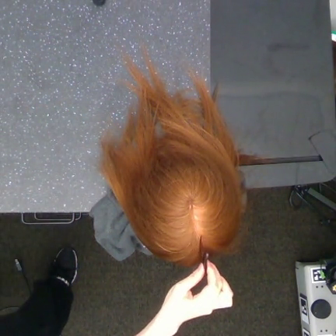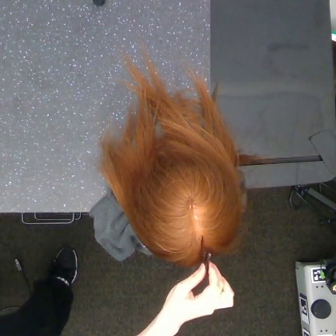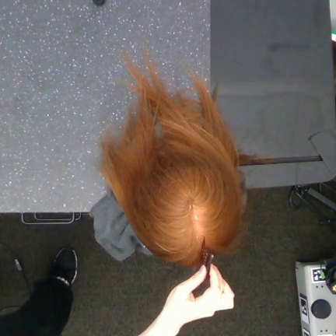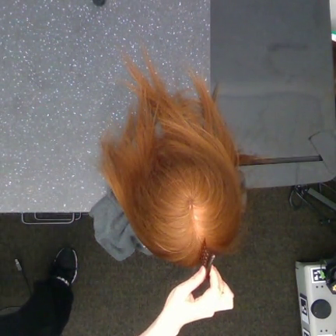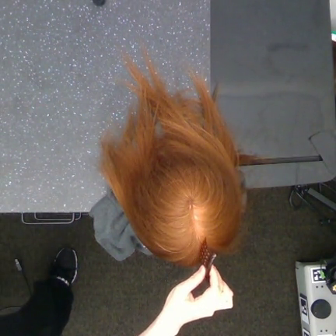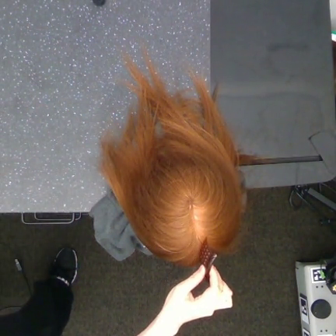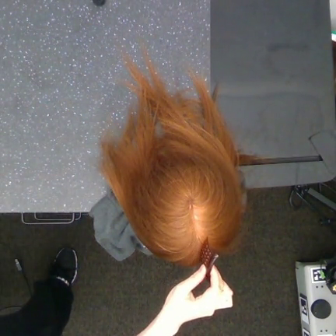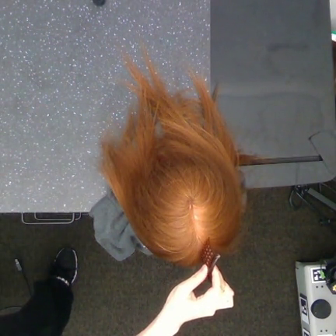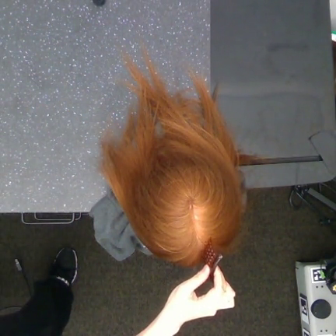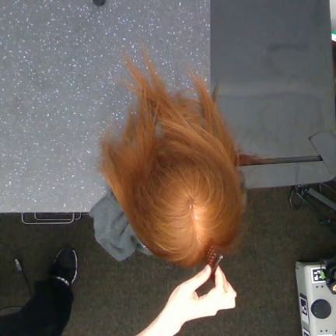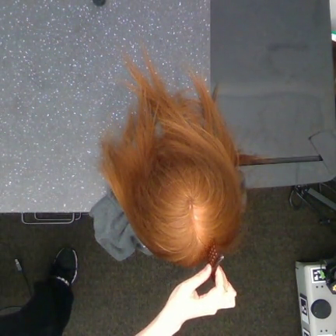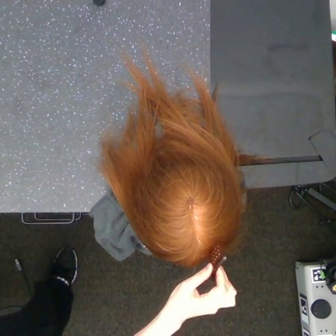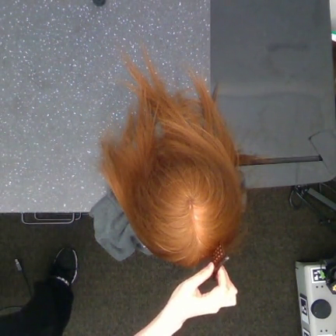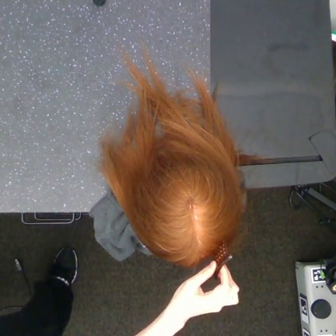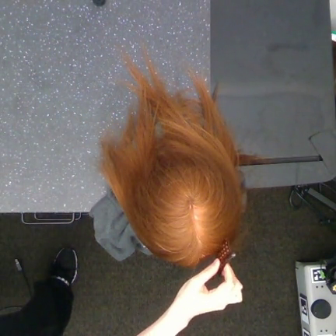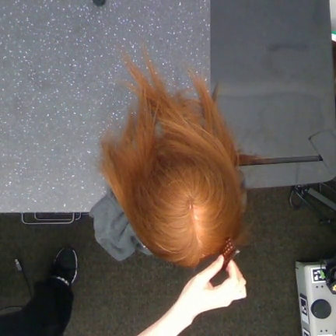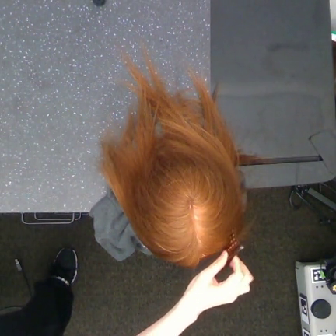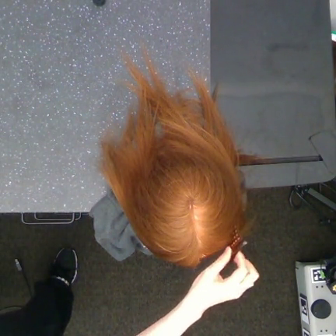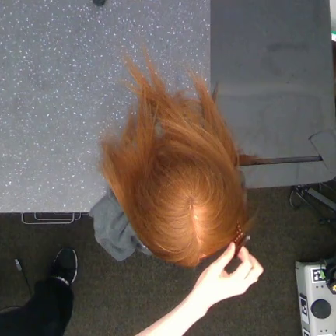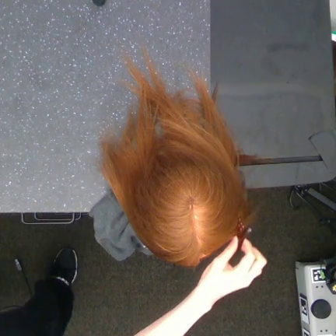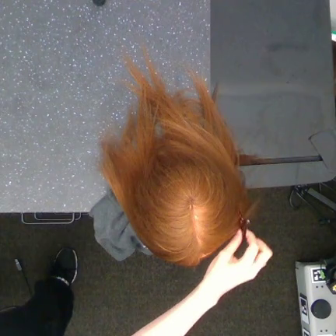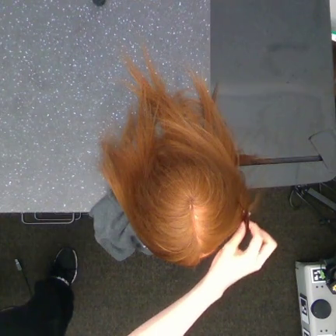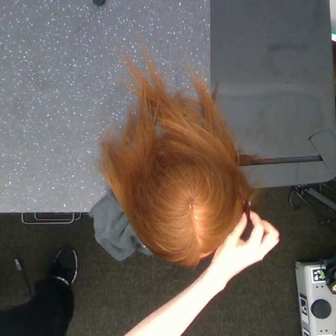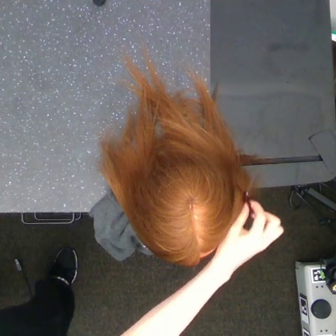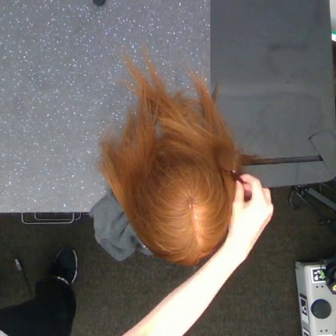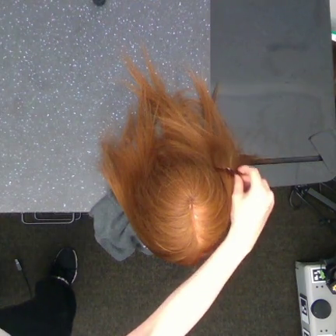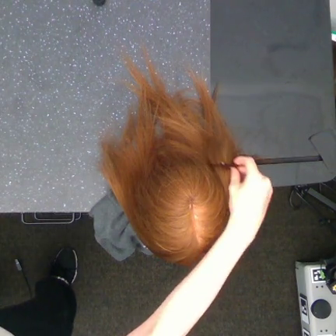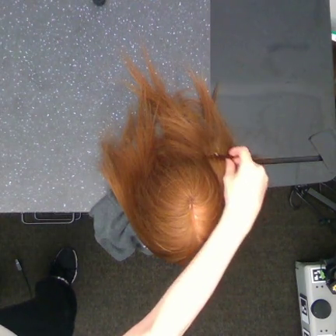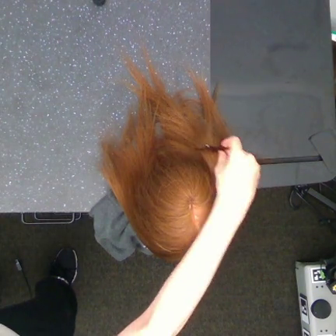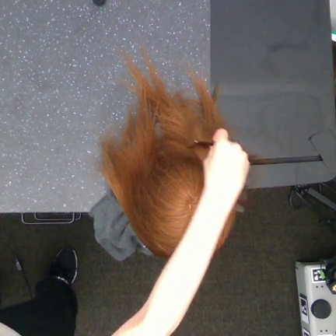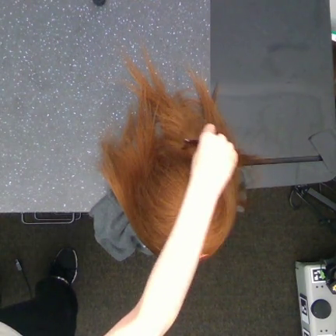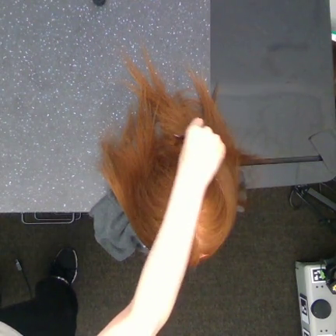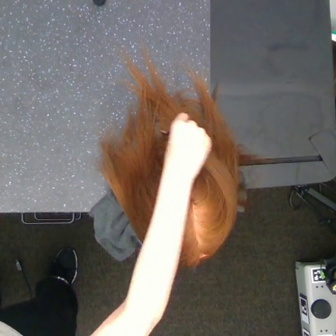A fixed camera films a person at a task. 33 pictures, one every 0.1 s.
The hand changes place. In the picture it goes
upward.
0.0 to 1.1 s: The hand moves only a little.
1.1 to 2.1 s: The hand goes upward and to the right.
2.1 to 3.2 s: The hand goes upward and to the left.
Task: tidy front hair.
